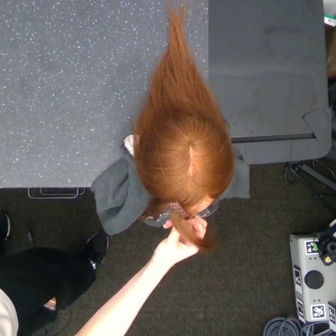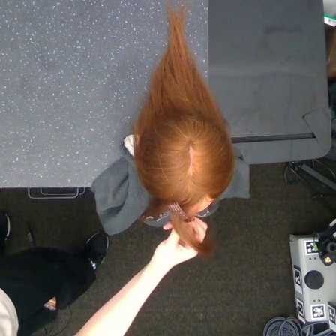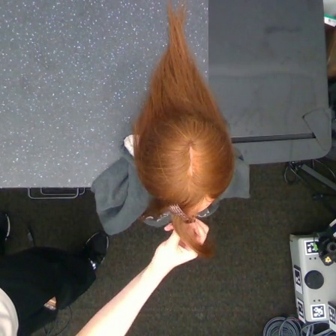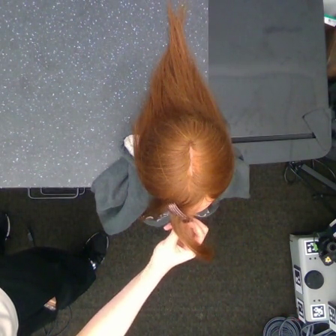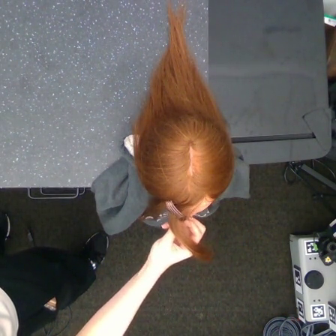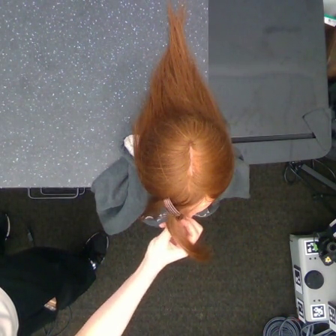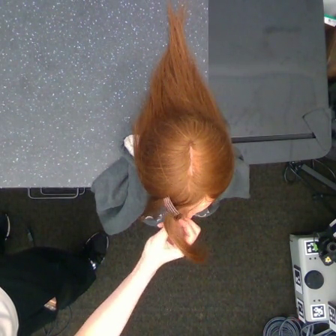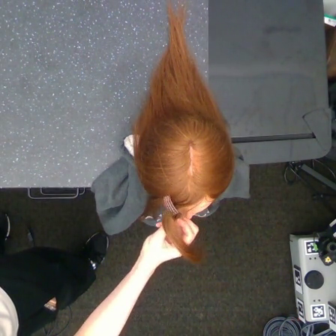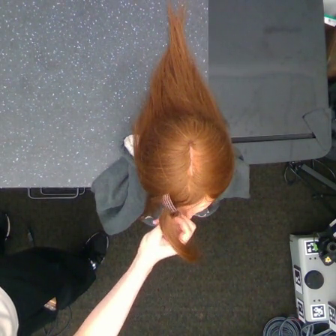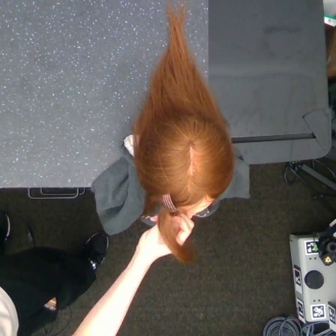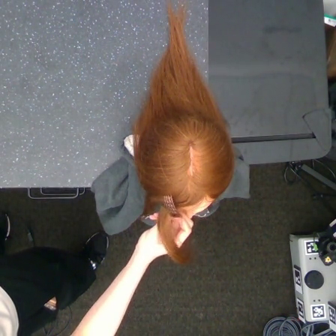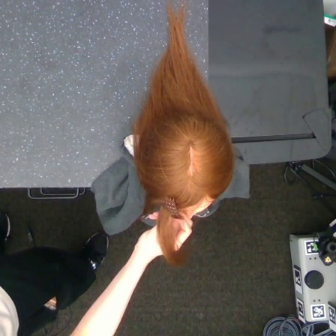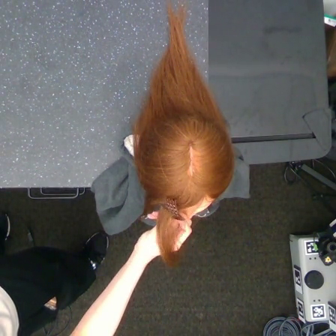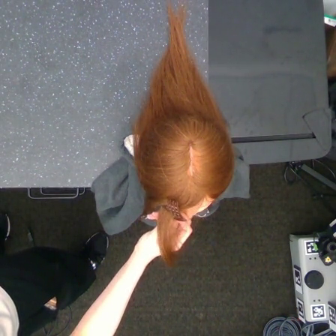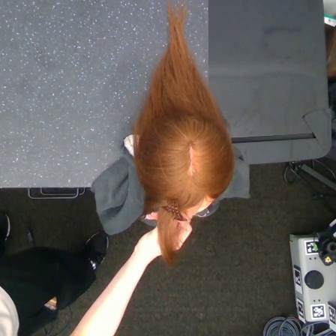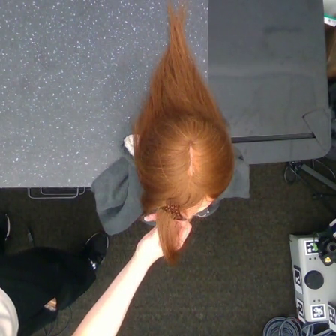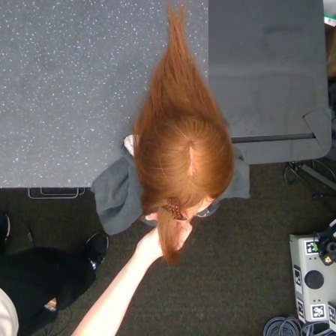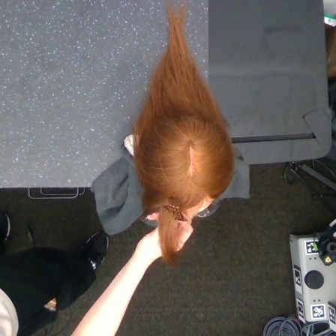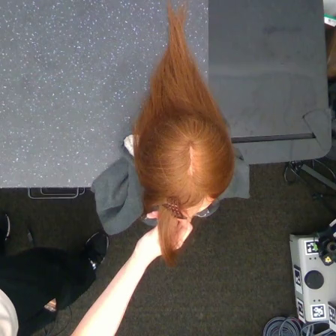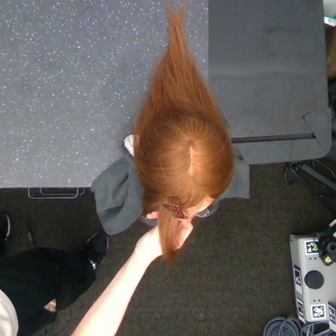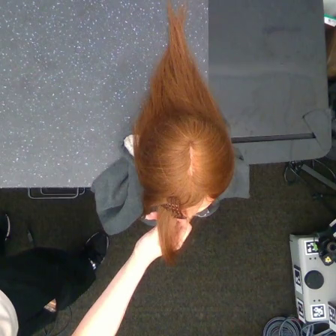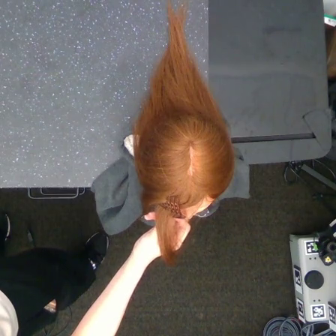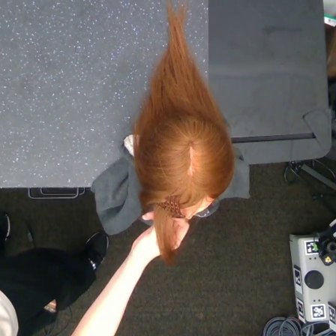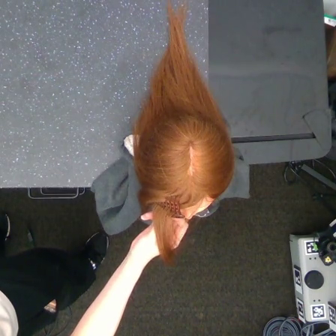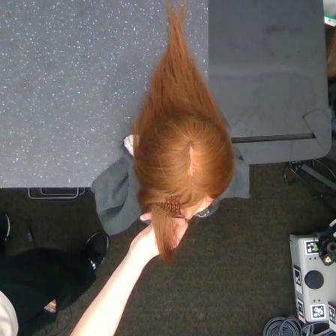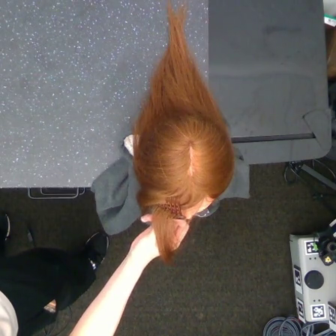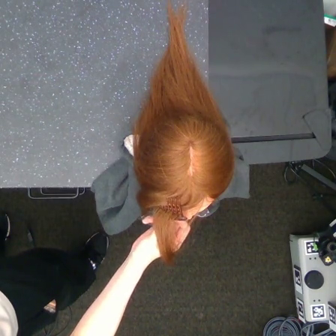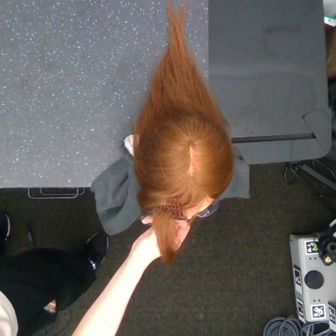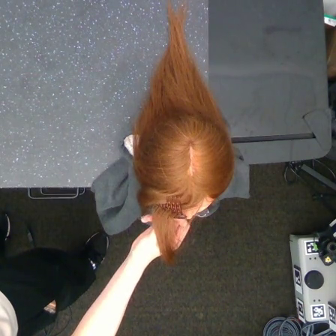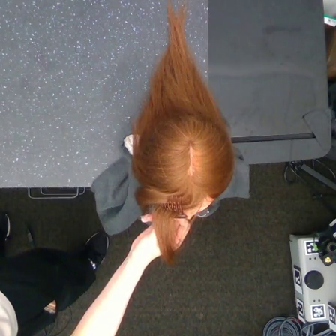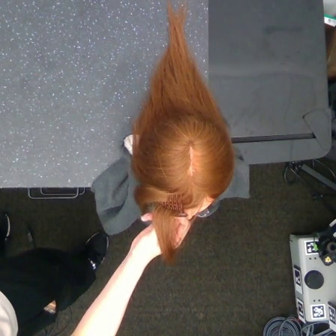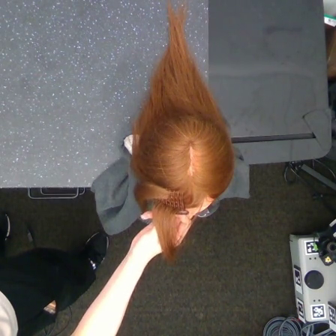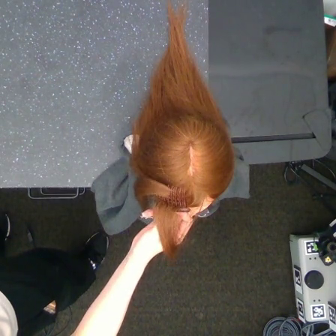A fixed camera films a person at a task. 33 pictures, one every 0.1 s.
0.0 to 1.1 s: The hand goes to the left.
1.1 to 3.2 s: The hand stays where it is.
Task: tidy front hair.
